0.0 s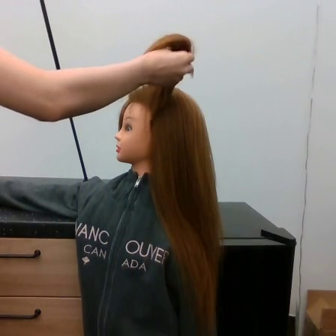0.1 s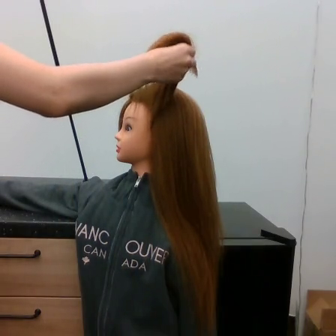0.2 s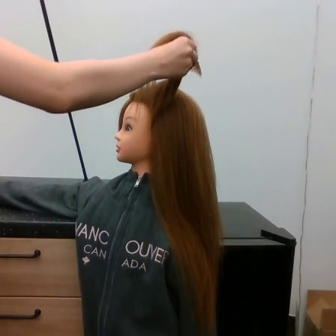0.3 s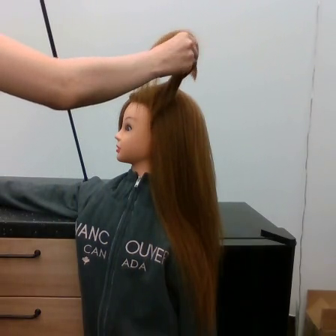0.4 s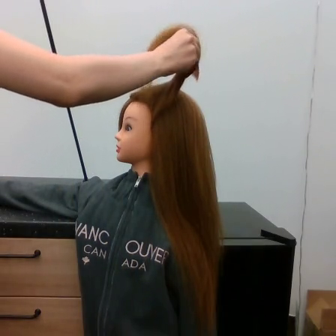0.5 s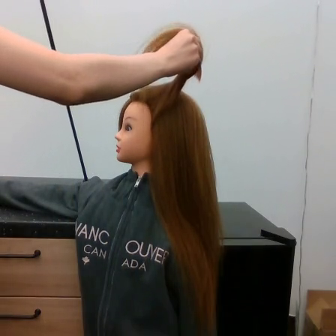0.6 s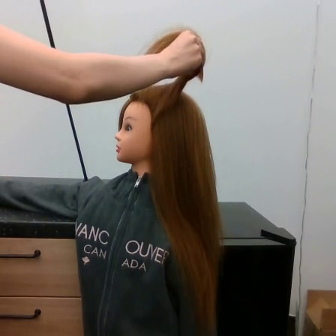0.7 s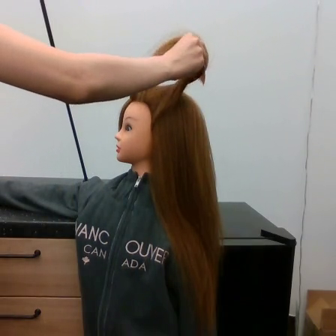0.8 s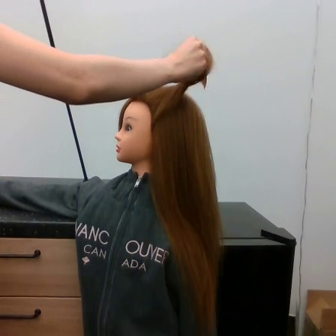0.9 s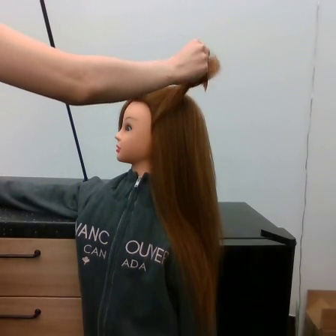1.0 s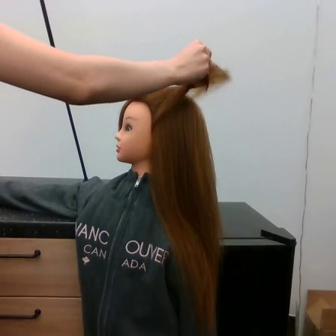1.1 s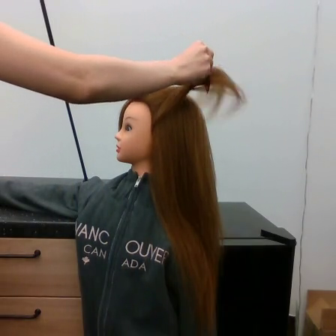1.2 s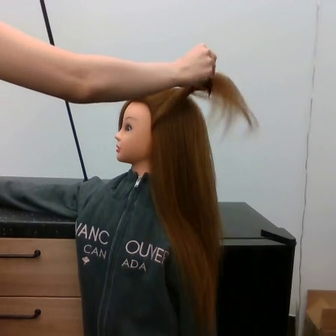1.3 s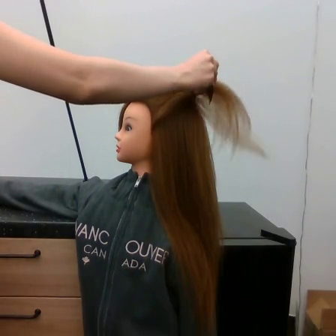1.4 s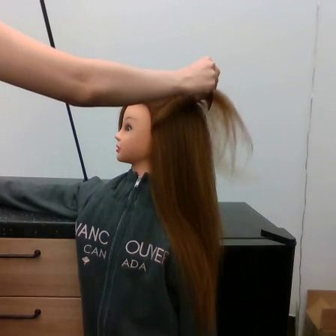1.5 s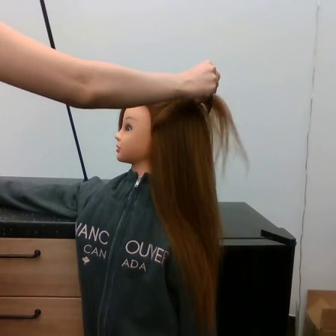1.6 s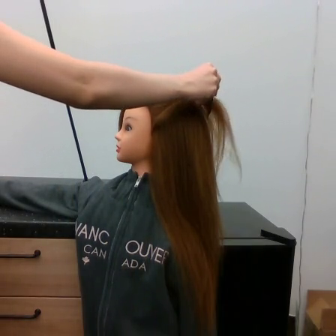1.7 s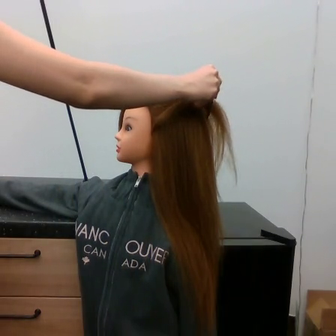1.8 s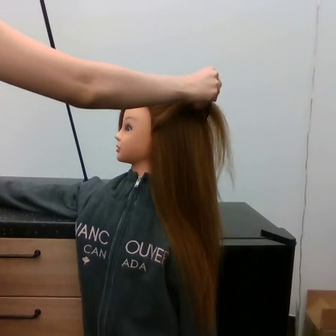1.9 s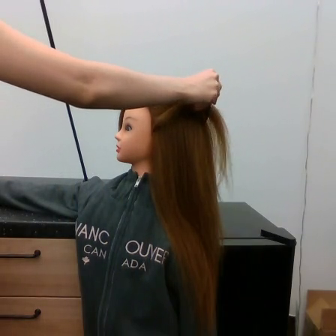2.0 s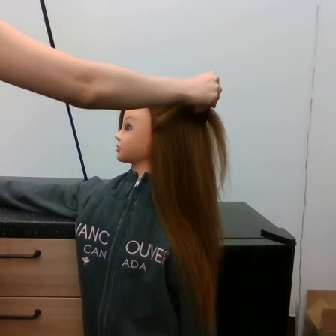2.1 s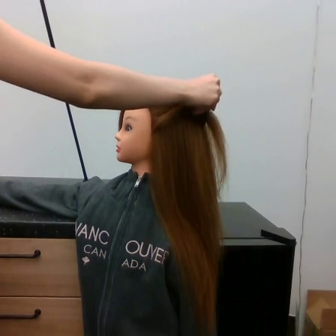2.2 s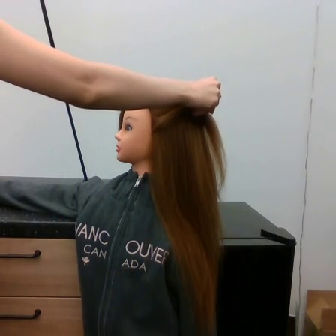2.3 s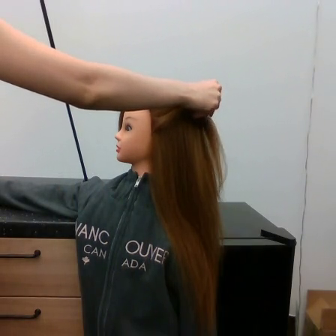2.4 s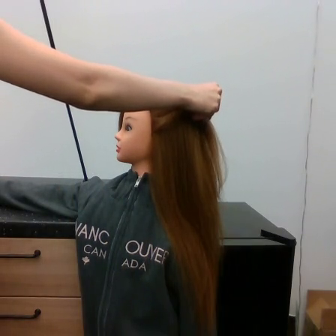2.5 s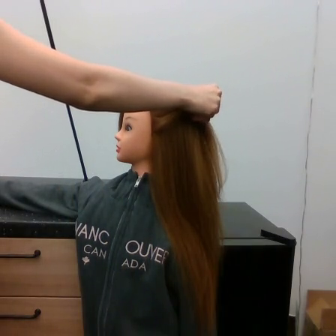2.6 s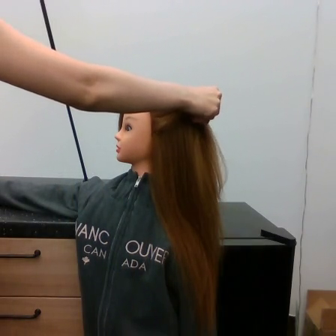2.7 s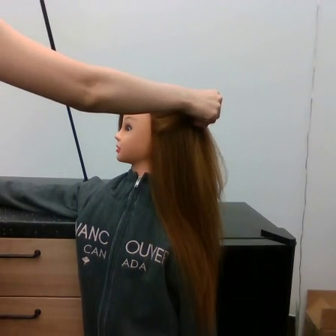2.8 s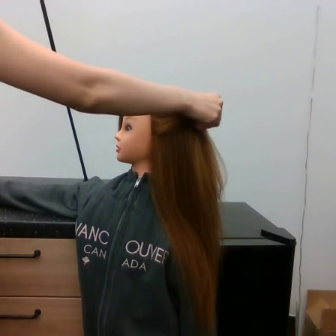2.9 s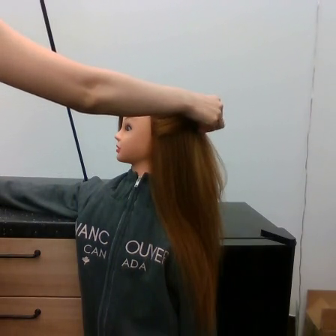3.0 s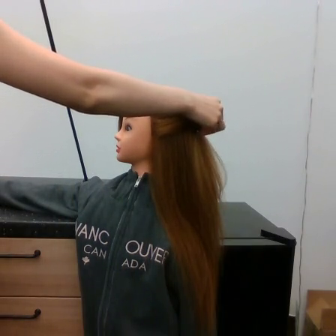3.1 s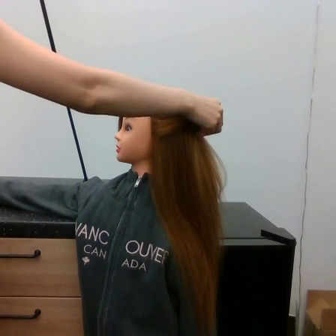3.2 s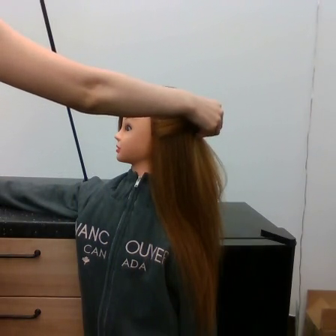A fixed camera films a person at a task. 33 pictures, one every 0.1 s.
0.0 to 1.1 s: The hand goes to the right, on a clockwise arc.
1.1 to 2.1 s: The hand goes downward.
2.1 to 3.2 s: The hand goes downward.
Task: tidy side hair.
